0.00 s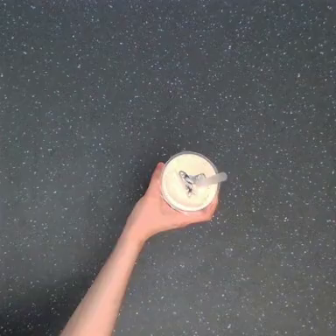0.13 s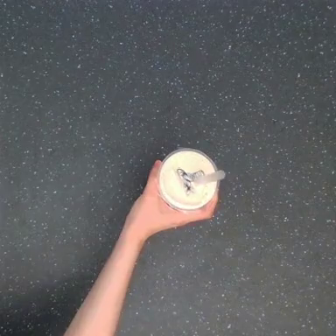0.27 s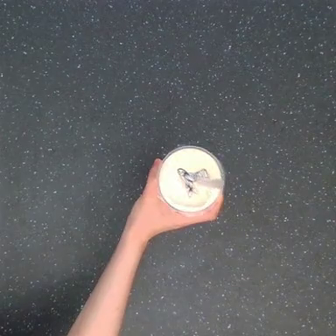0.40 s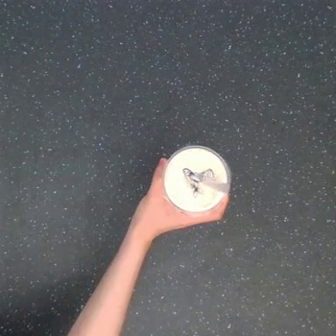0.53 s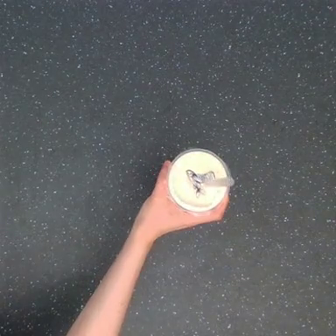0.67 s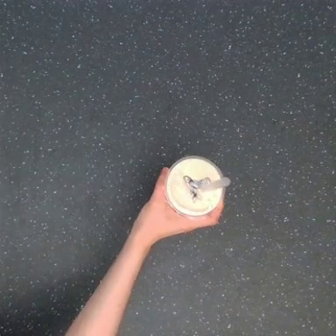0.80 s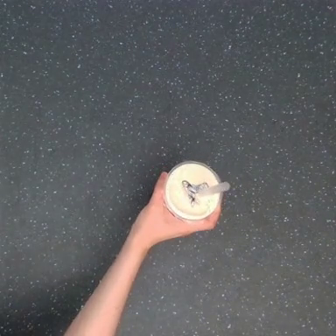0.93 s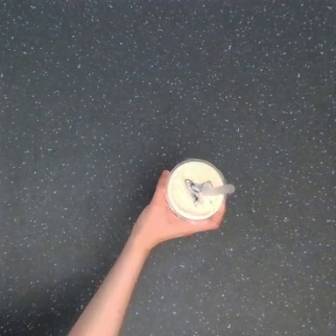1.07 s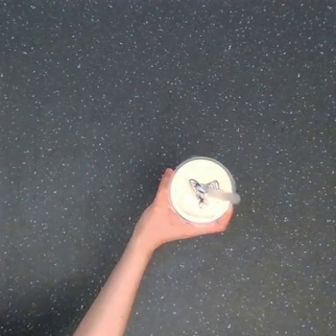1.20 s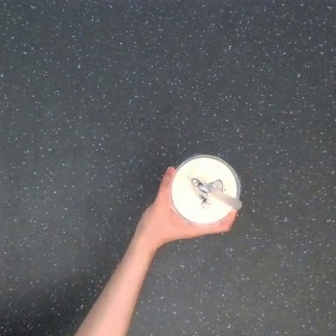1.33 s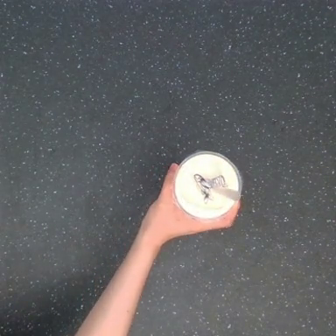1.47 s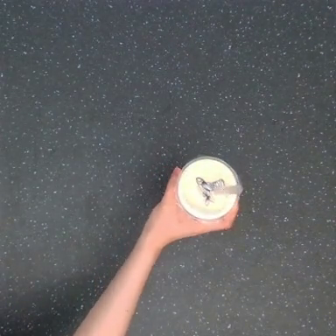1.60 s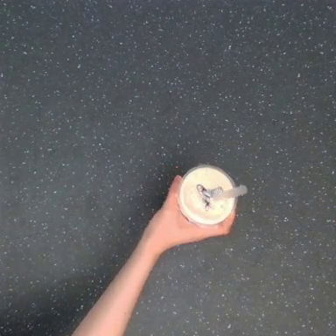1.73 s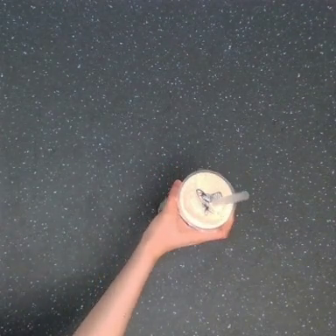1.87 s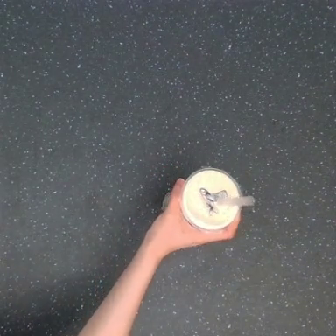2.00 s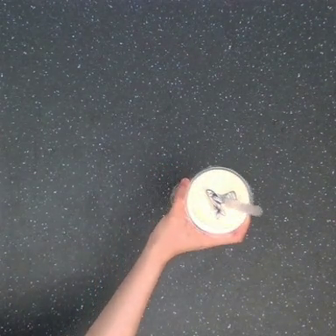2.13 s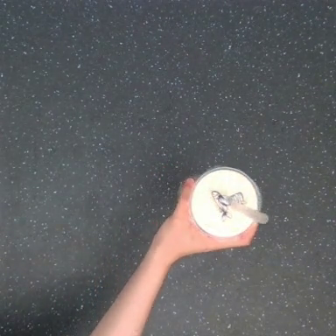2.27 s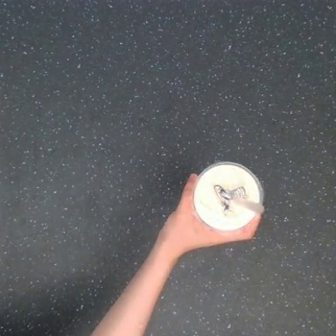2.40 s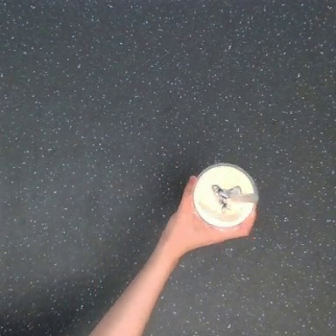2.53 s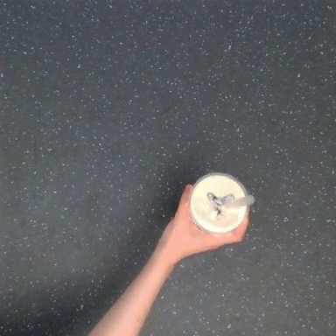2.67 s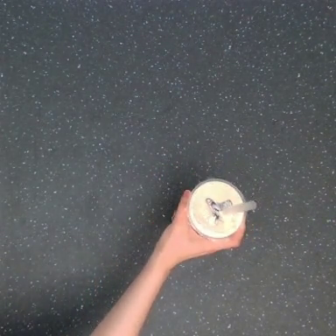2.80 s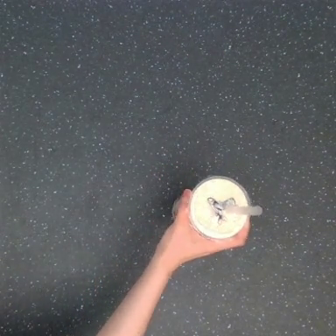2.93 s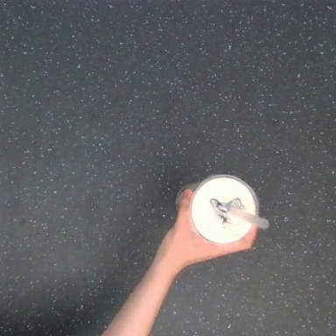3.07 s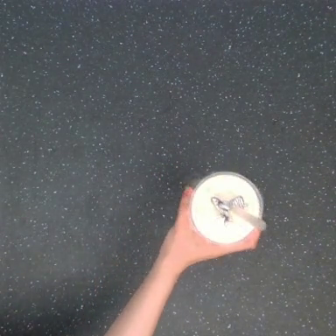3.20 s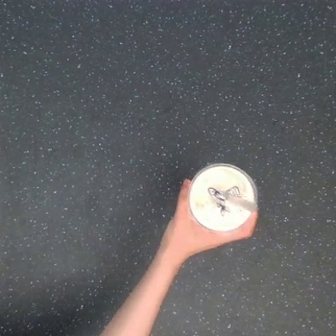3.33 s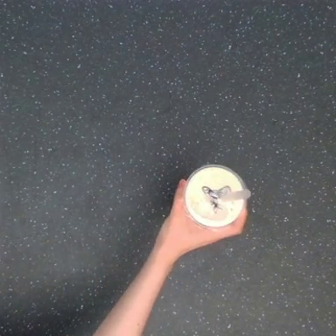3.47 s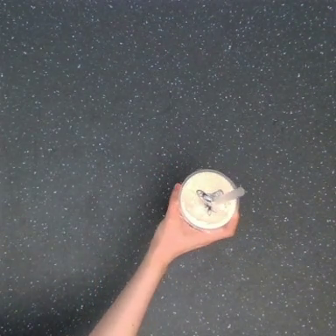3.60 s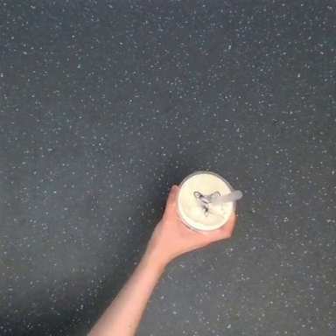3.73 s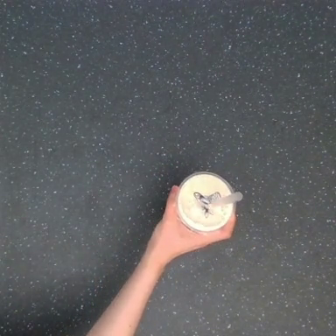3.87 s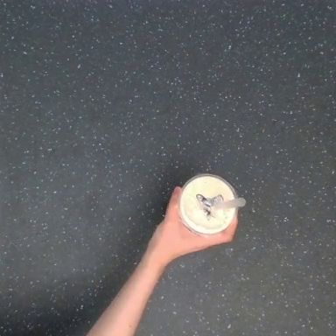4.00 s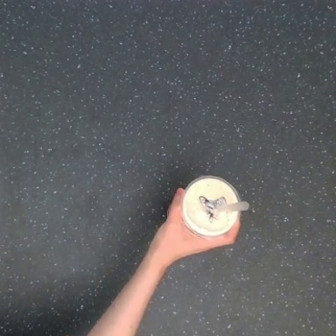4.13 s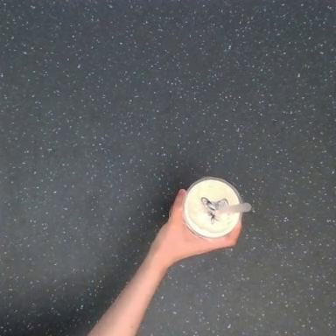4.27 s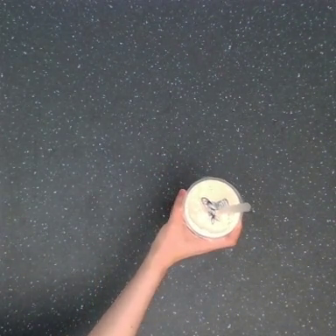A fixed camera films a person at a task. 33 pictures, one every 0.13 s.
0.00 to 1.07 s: The hand moves only a little.
1.07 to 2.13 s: The hand goes to the right.
2.13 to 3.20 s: The hand moves only a little.
3.20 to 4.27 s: The hand goes to the left.
Task: shake the boba.
Motion: move up and down, repeating this sequence 4 times.
